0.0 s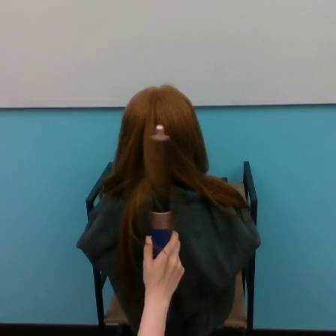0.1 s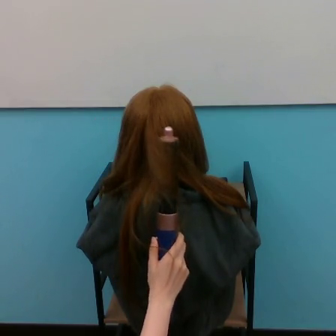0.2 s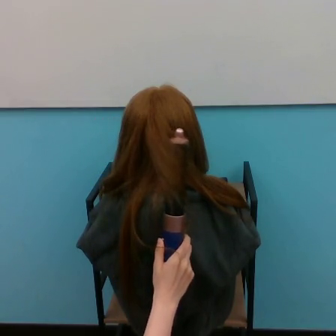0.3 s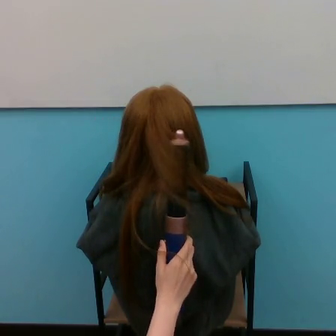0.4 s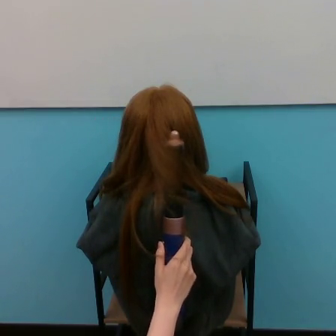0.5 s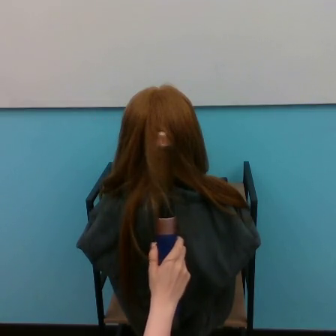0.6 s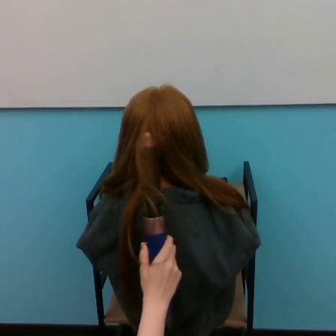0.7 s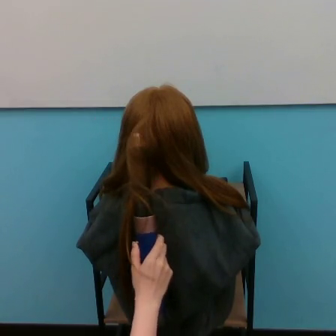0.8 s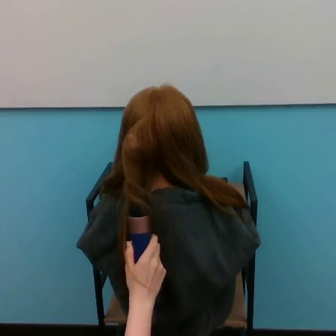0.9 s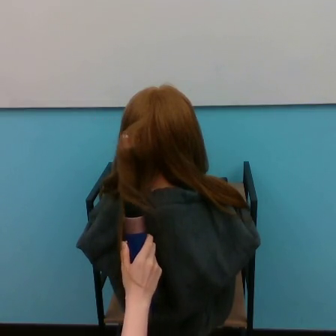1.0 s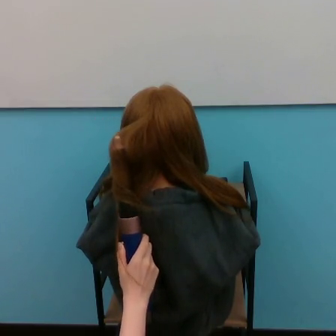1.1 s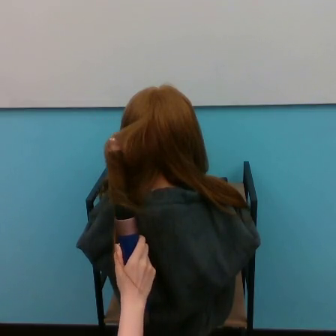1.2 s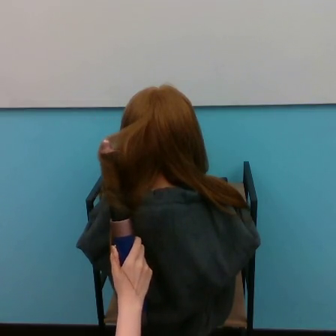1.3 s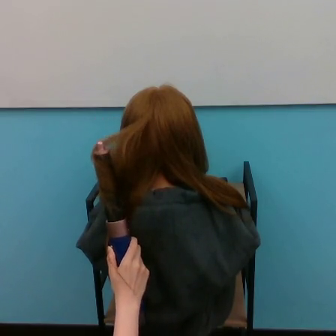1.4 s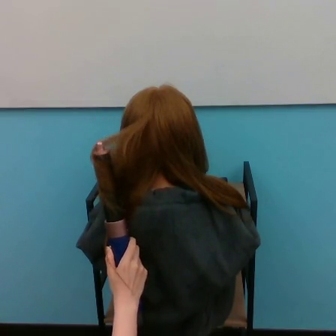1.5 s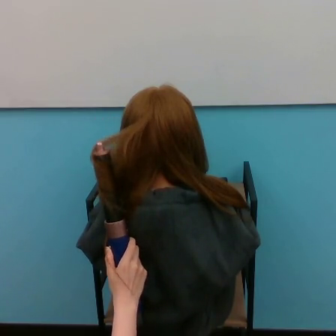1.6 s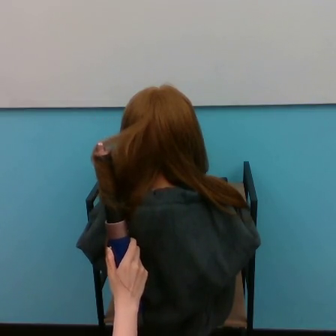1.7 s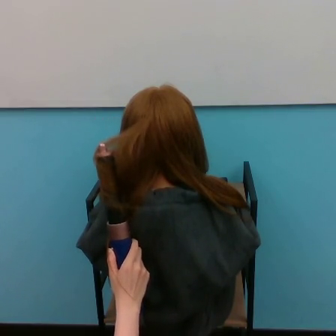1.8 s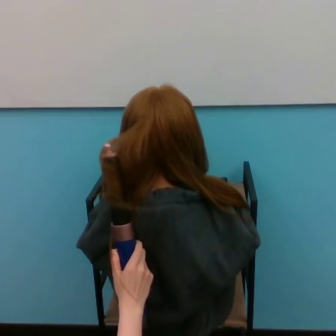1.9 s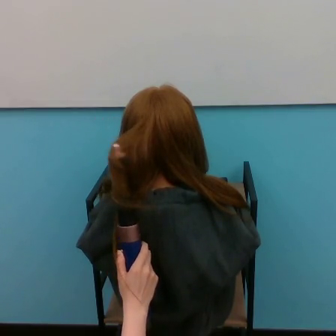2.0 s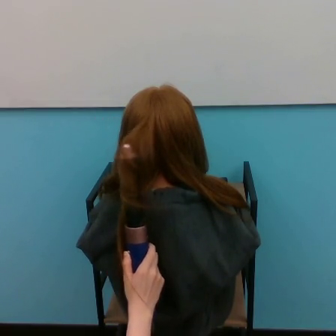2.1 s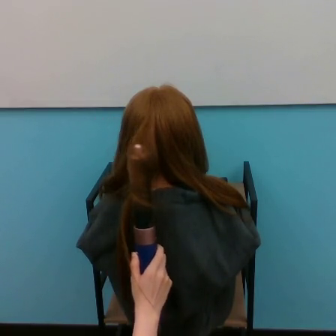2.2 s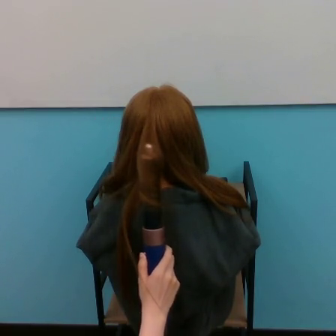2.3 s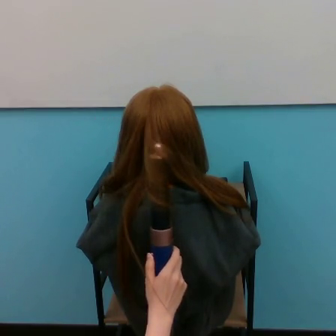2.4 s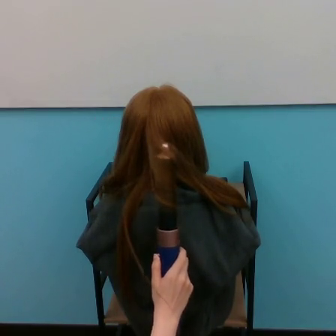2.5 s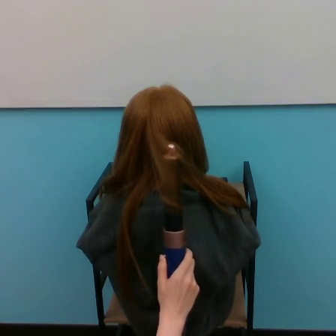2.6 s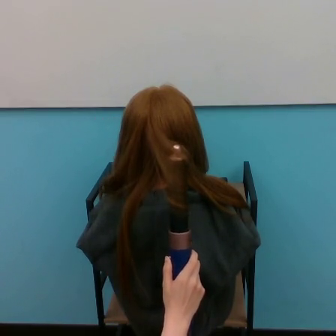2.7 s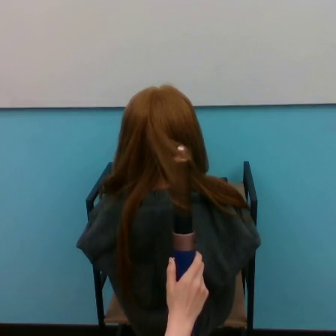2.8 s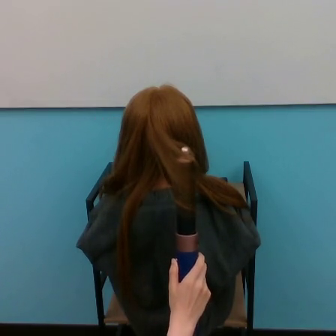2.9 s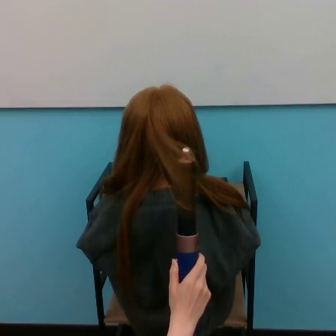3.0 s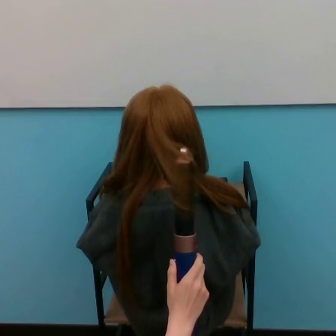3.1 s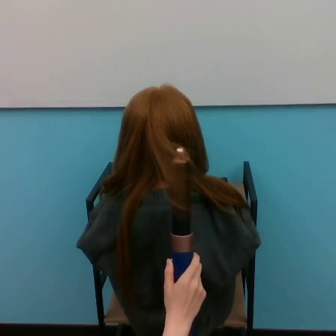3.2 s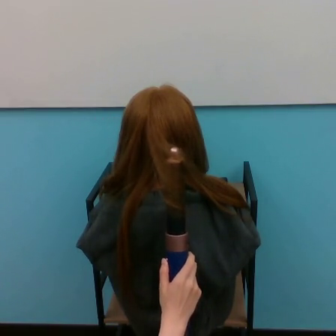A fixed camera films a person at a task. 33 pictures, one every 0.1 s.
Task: curl hair.
0.0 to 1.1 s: The hand goes to the left.
1.1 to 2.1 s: The hand goes to the right.
2.1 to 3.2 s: The hand goes to the right.
